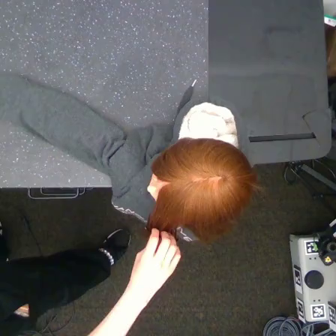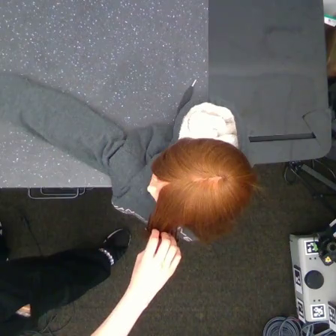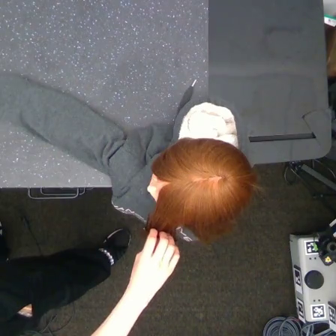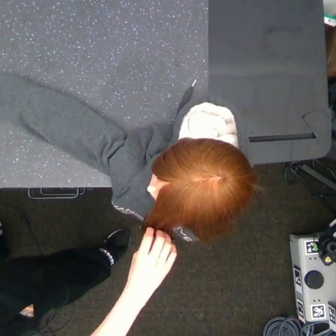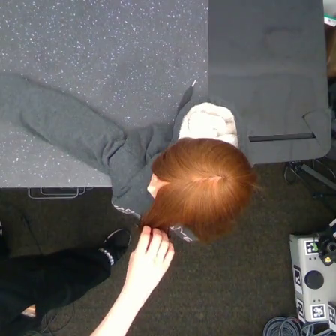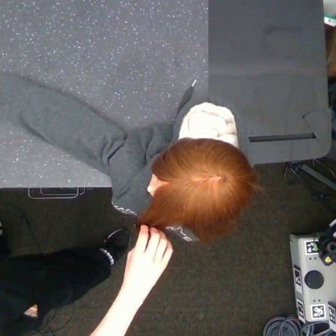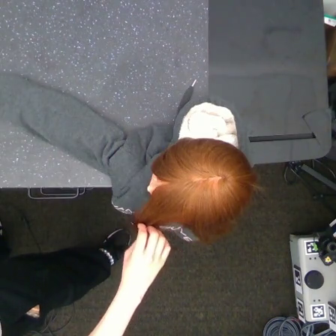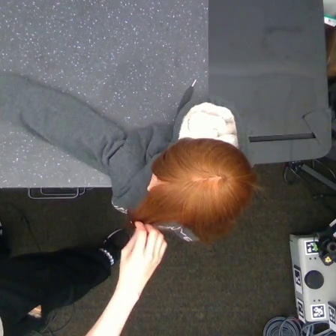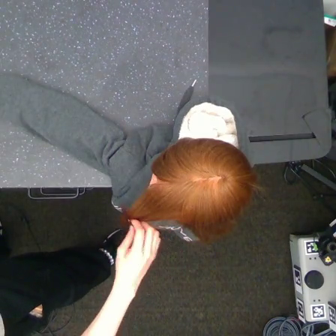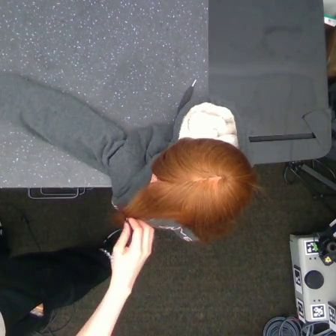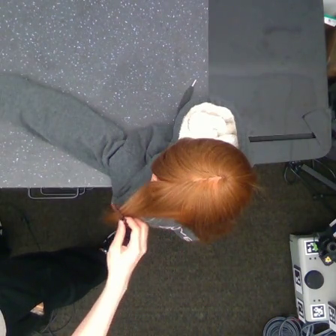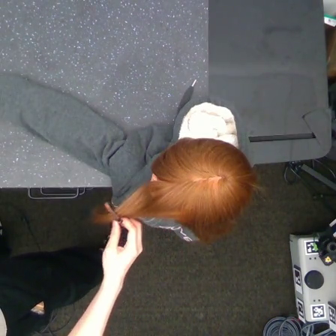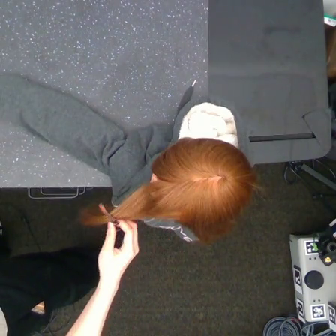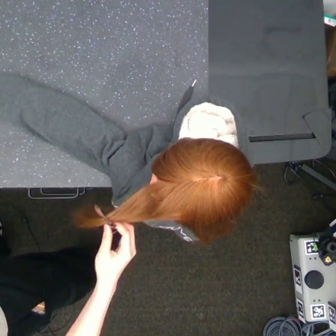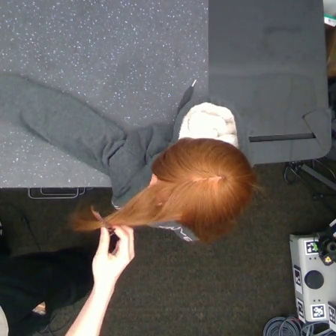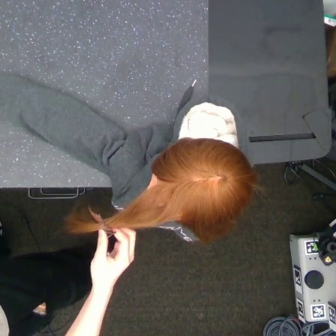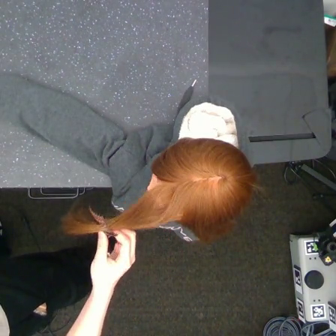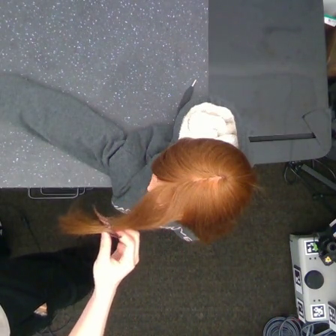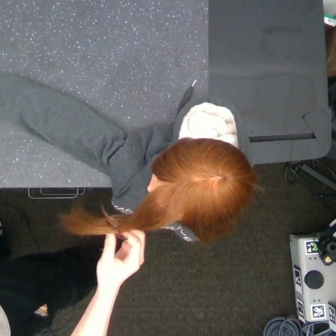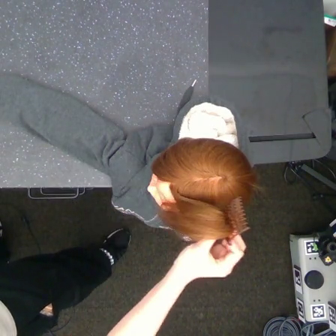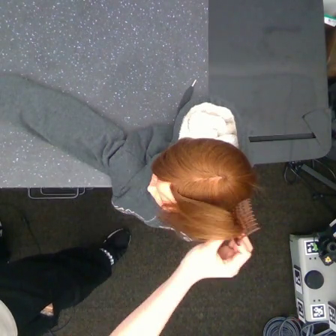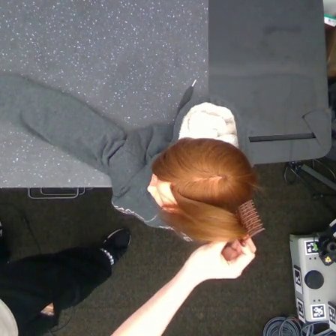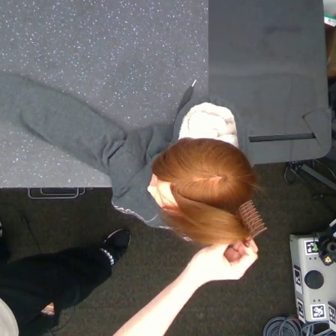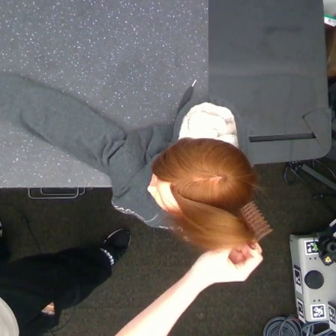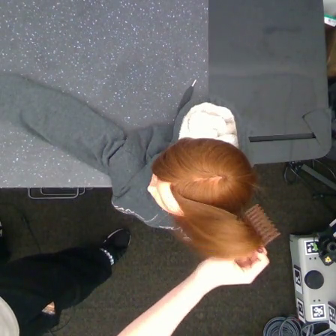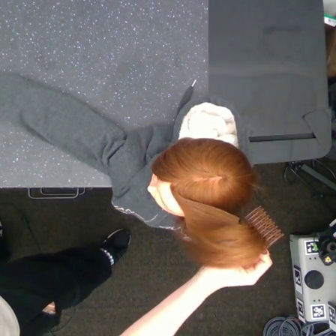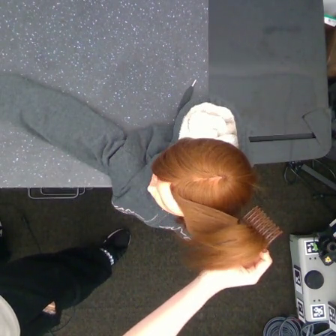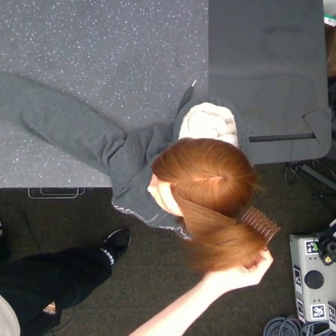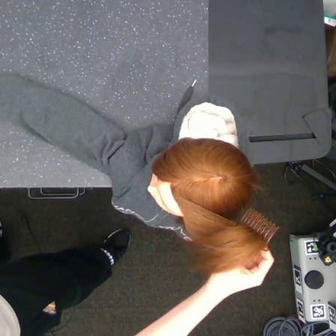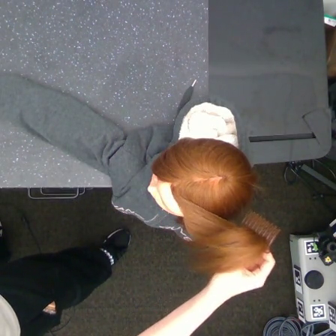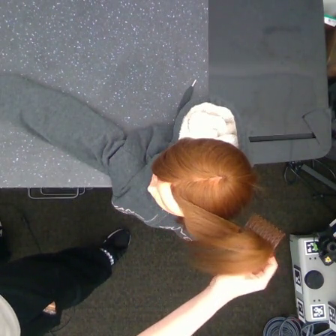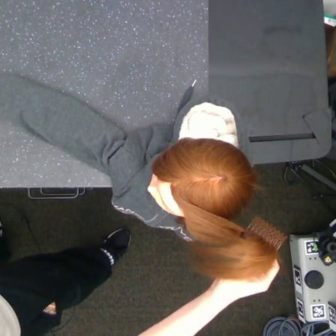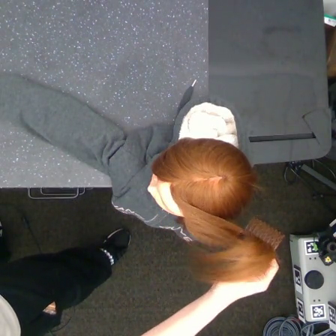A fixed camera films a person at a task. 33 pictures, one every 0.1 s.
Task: tidy side hair.
0.0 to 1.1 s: The hand goes to the left and upward.
1.1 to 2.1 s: The hand goes to the right.
2.1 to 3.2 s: The hand goes to the right.
